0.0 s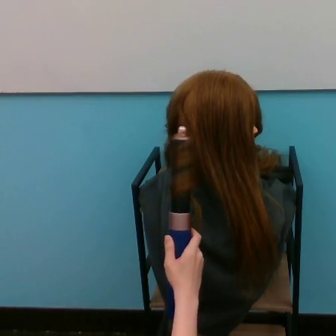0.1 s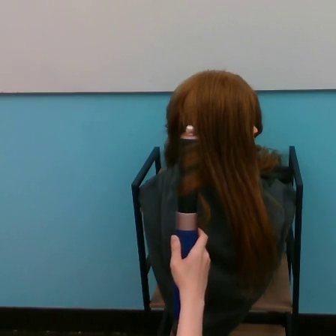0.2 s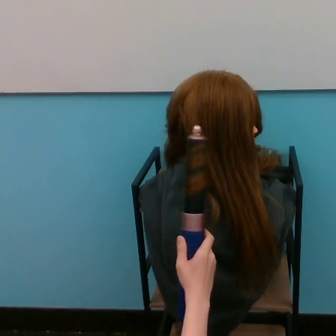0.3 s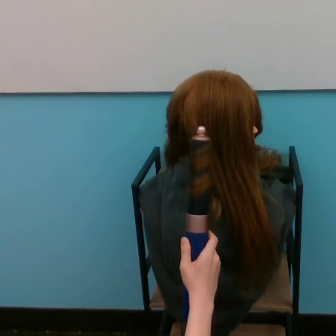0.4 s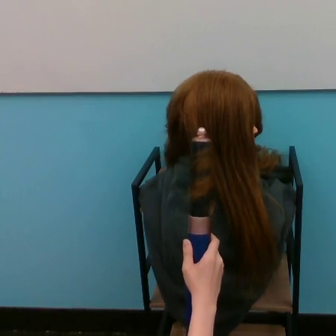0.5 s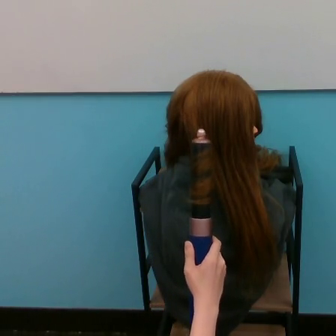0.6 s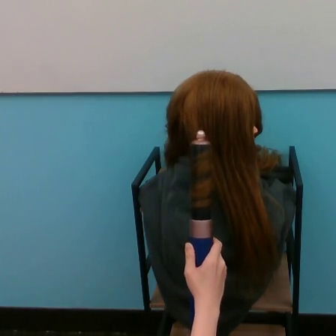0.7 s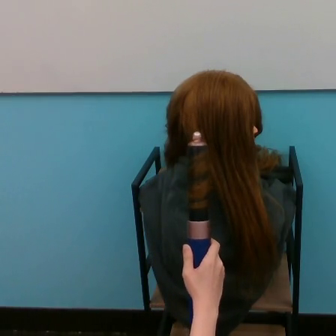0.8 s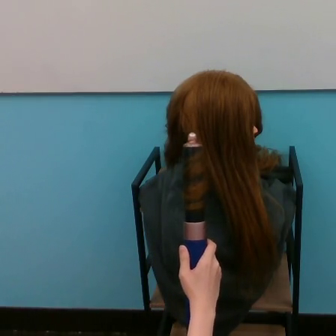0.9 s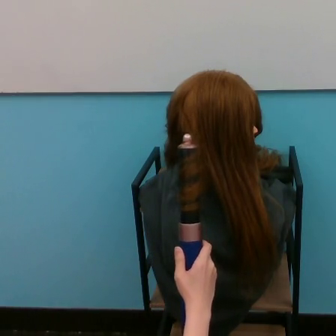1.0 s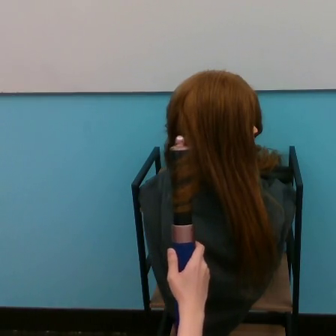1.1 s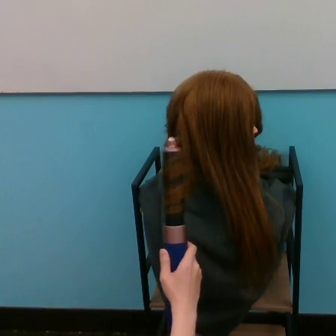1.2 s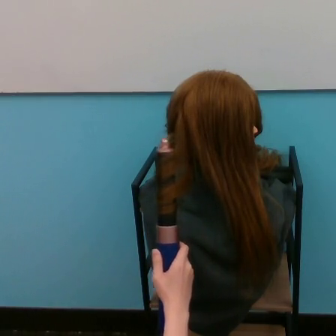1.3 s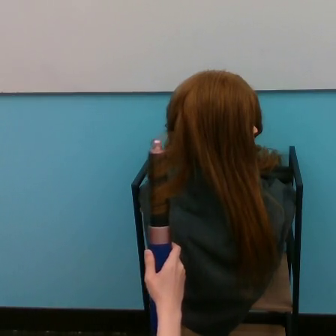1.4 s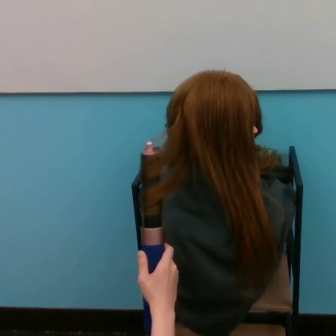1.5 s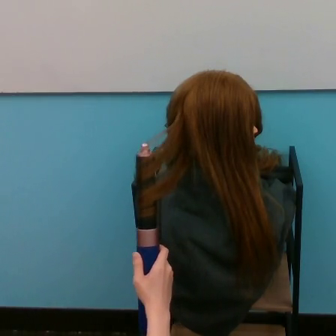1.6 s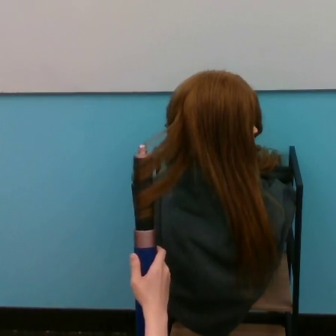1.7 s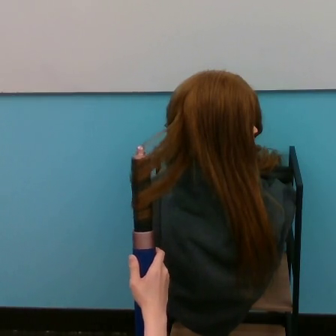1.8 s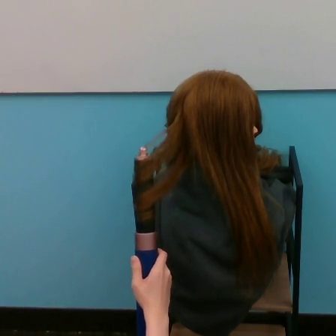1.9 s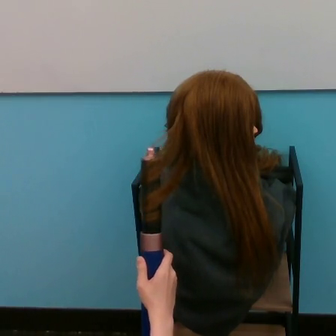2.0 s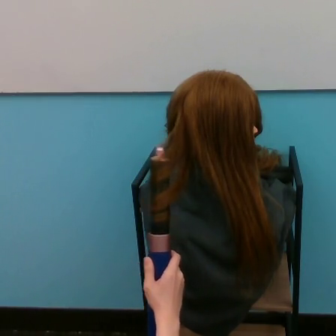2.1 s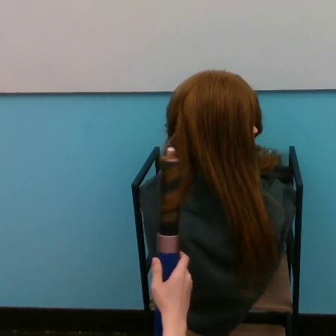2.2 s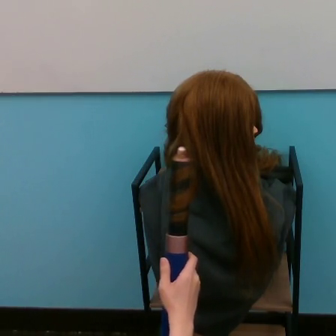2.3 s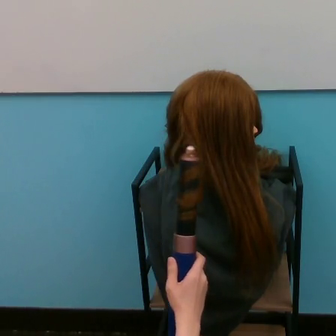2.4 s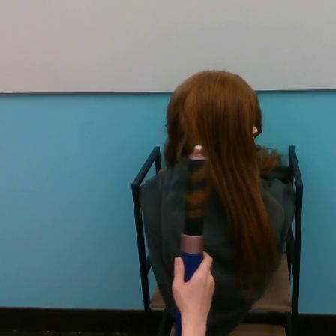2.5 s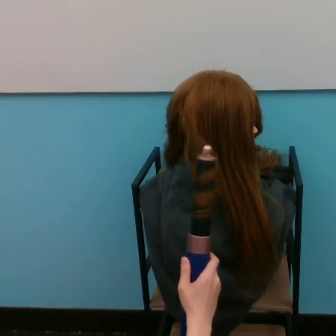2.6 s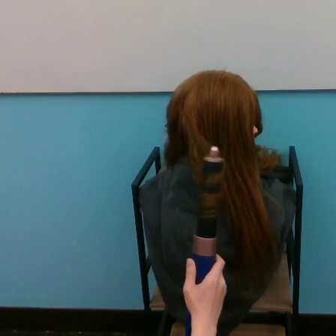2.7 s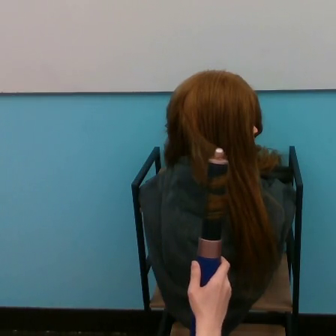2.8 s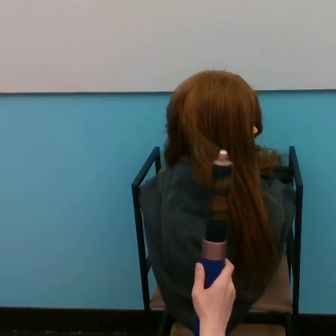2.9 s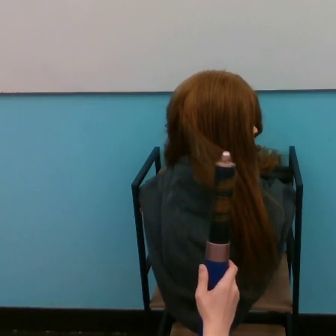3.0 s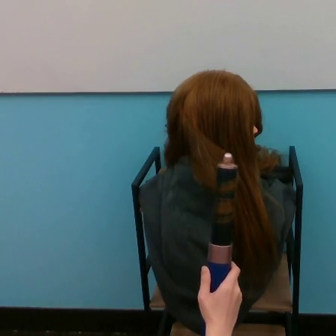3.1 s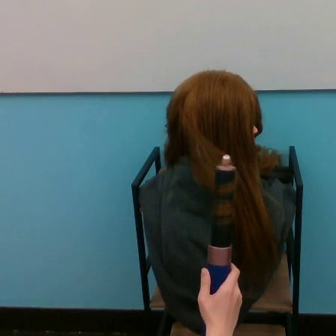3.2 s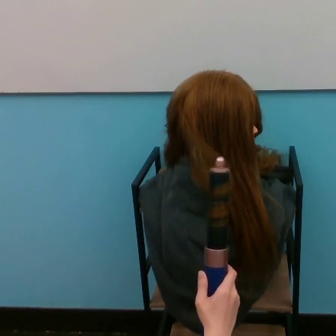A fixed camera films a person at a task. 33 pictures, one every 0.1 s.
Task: curl hair.
0.0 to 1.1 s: The hand goes to the right, then to the left.
1.1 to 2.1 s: The hand goes to the left, then to the right.
2.1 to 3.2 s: The hand goes to the right.
